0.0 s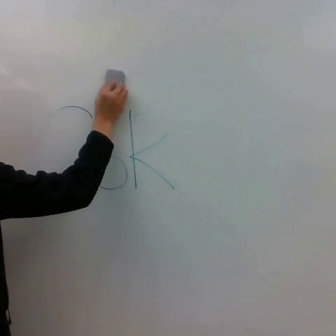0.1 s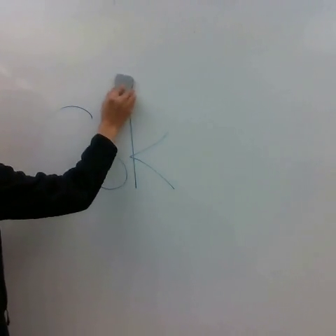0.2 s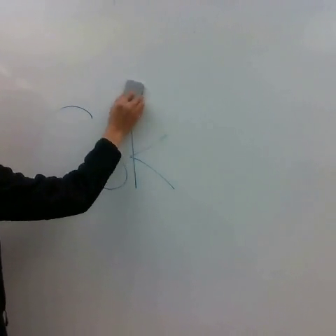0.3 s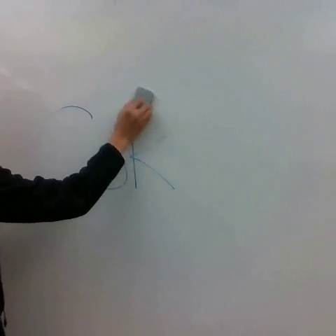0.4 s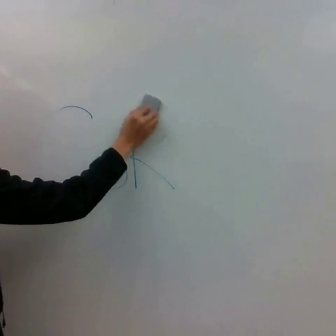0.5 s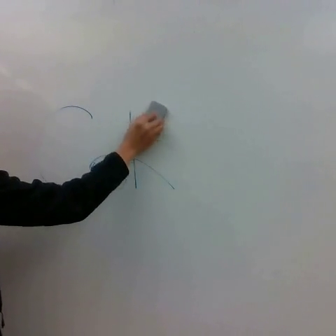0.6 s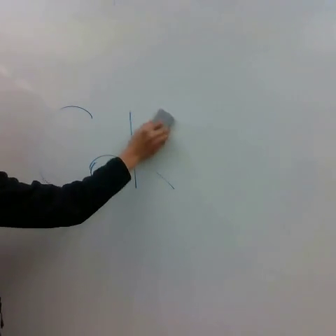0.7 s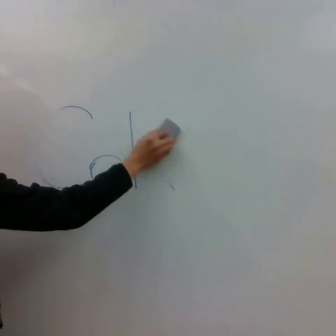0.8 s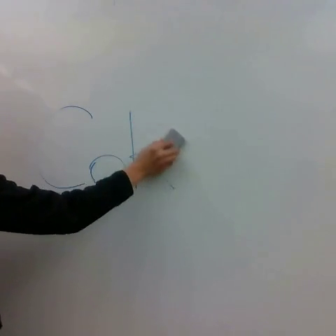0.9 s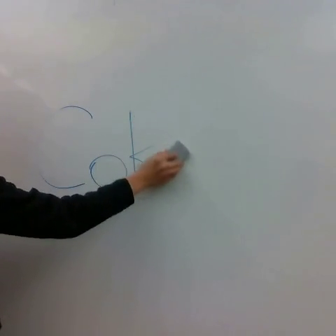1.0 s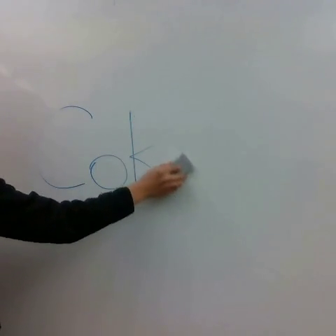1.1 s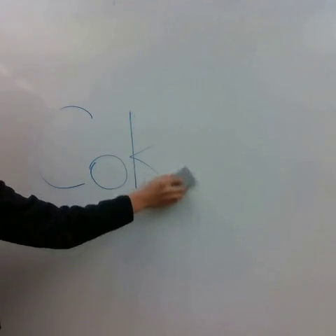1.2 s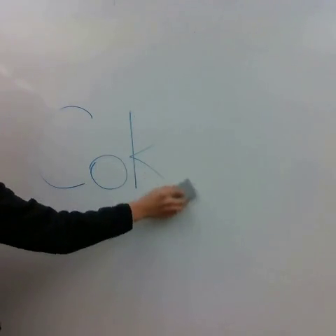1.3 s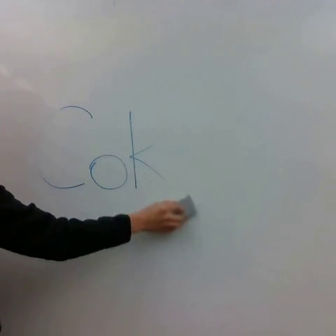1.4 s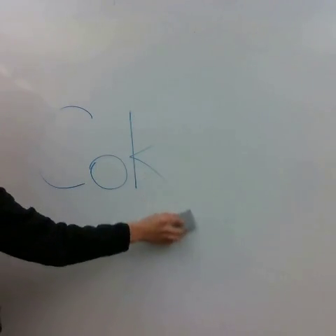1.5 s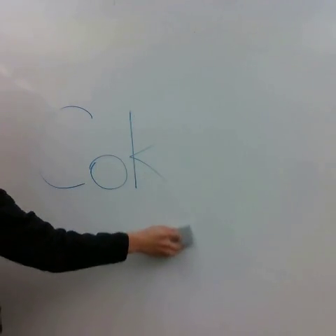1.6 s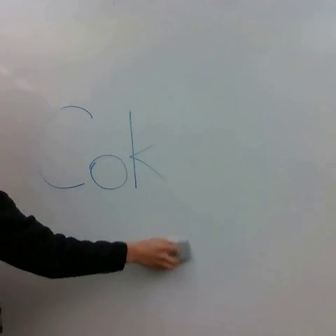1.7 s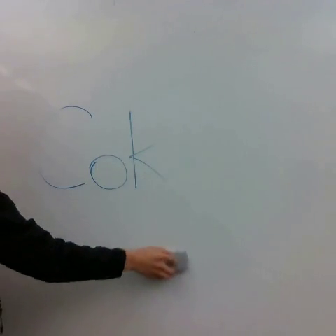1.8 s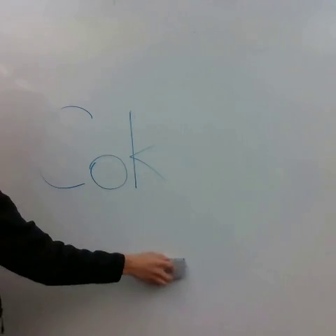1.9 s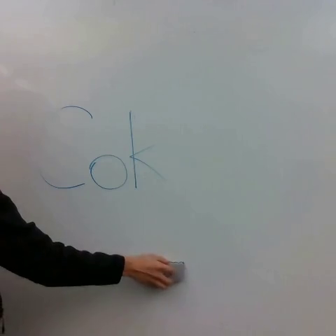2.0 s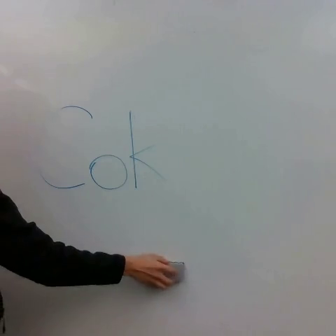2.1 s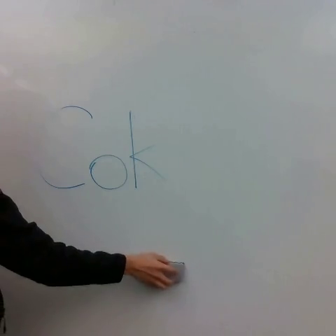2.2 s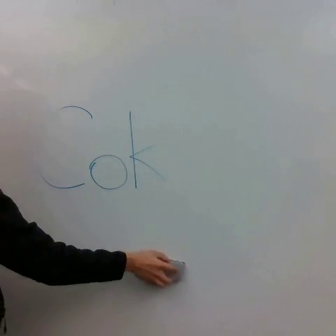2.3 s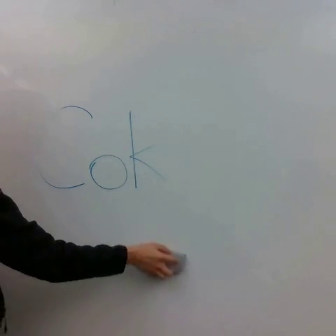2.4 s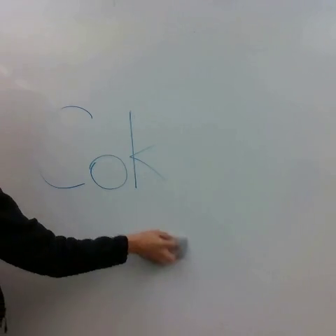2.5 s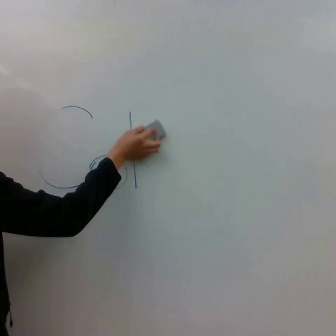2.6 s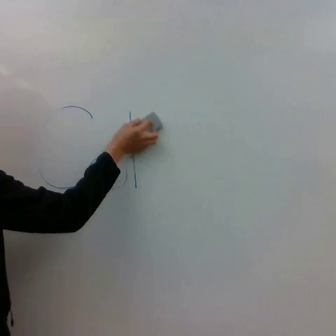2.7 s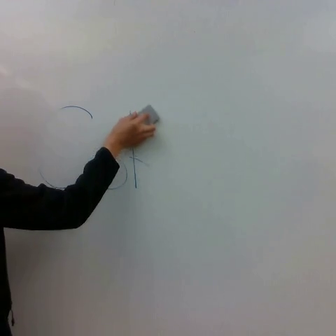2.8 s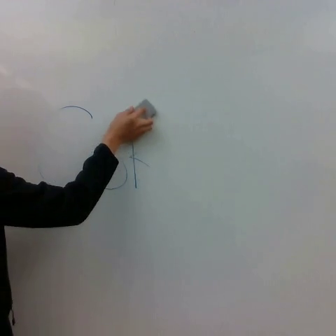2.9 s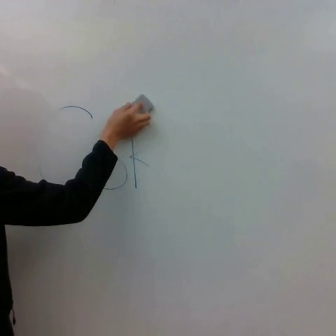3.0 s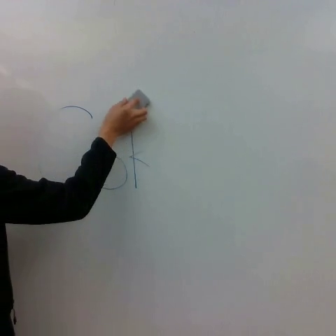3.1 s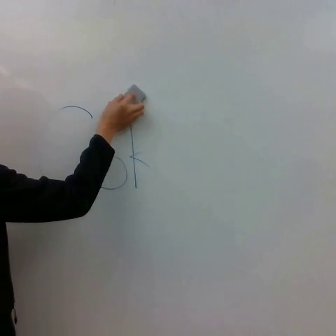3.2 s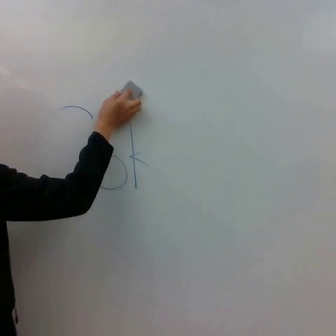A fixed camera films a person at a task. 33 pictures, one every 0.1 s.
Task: erase whiteboard.
0.0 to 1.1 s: The hand goes downward and to the right.
1.1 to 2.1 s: The hand goes downward.
2.1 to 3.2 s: The hand goes upward.
